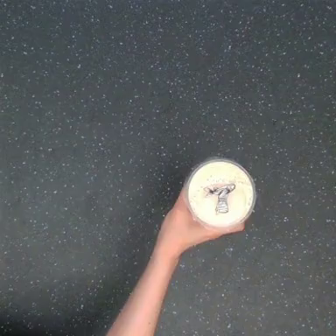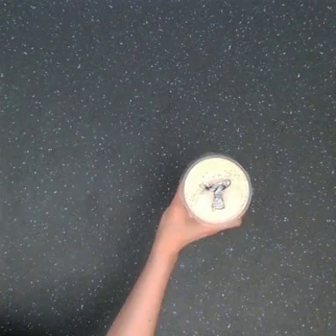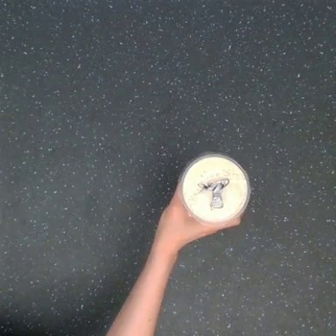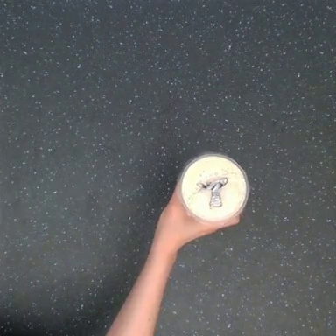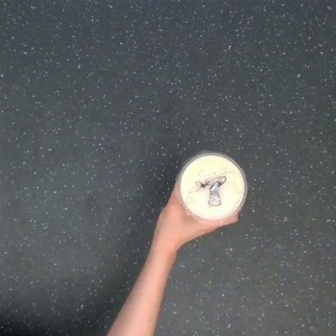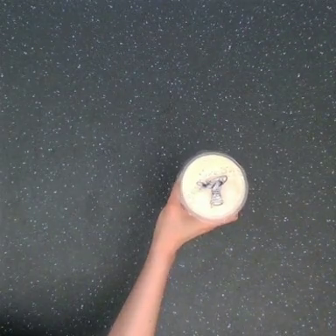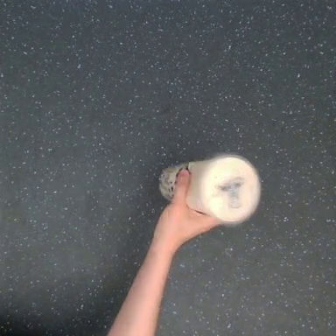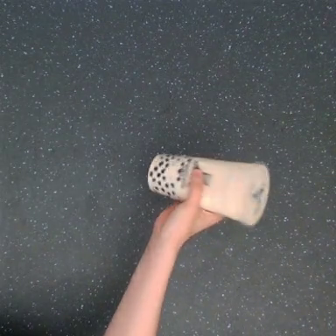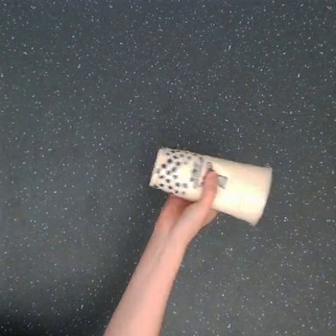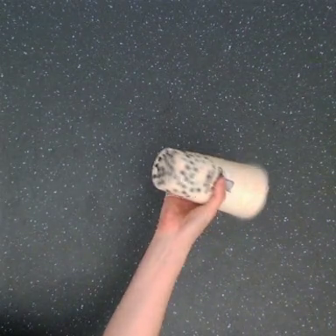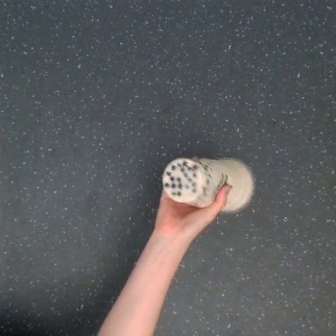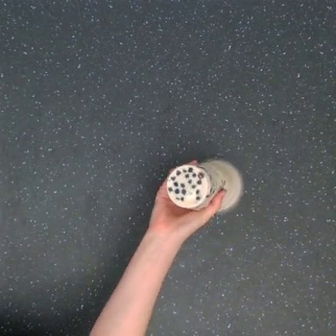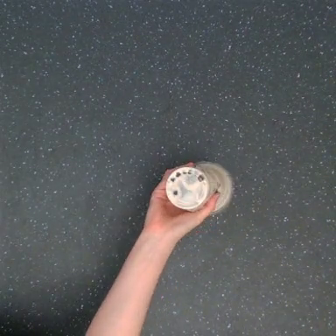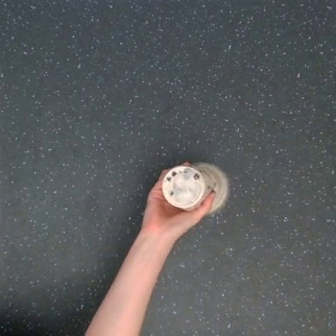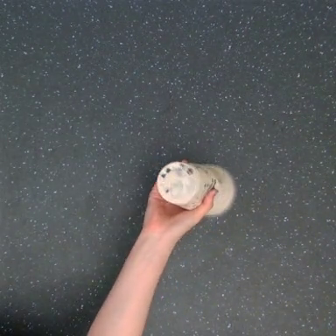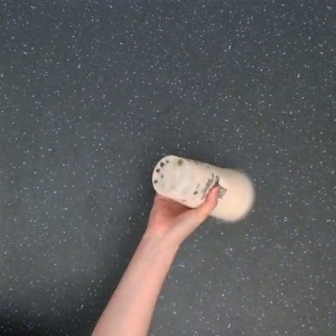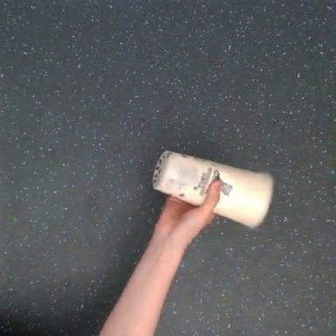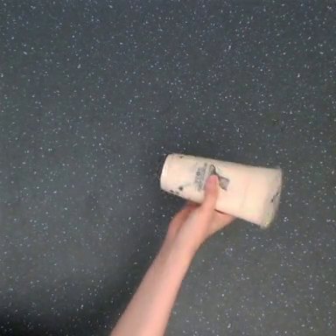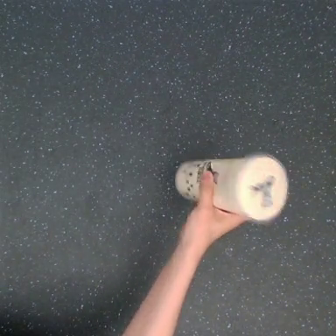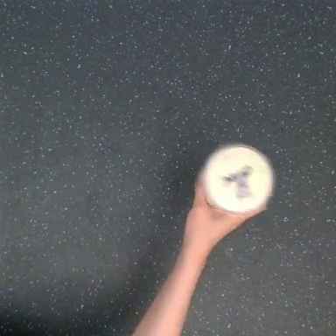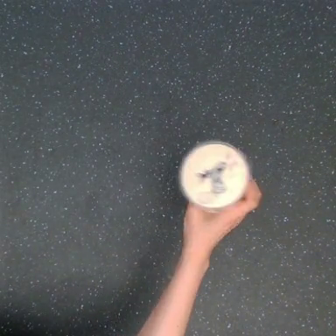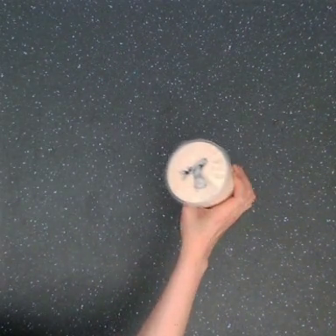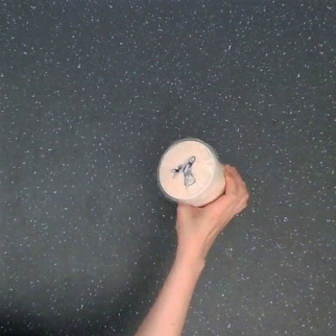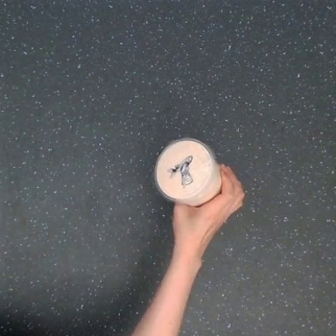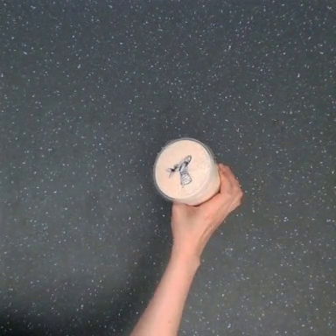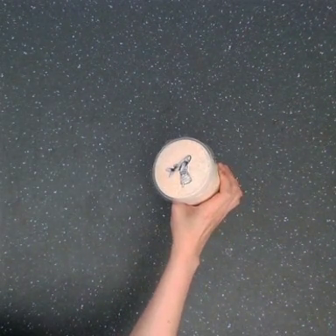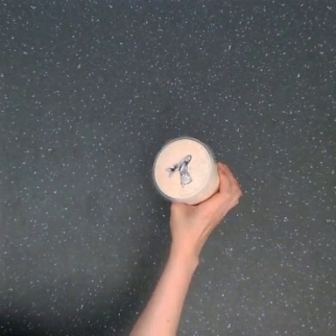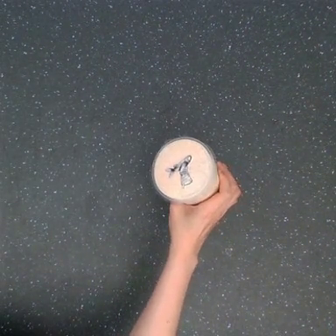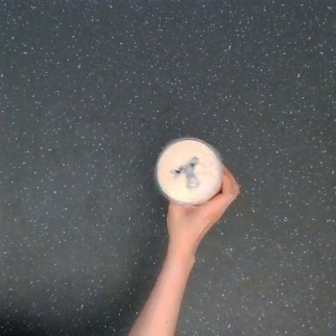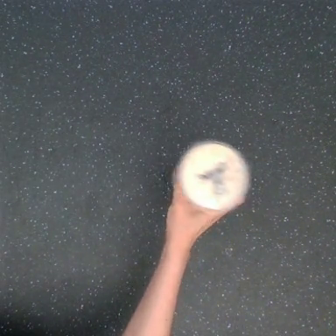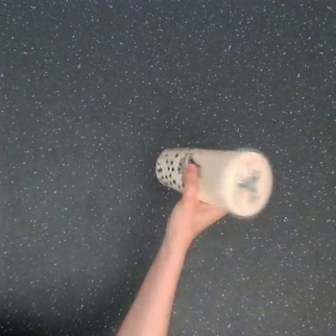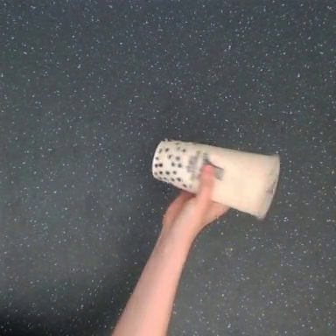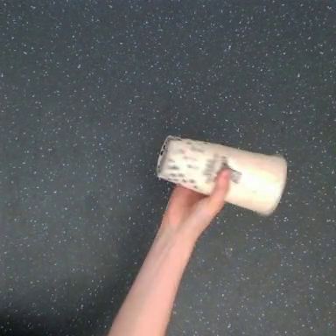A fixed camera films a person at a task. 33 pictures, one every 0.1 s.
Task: shake the boba.
0.0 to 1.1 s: The hand goes upward and to the left.
1.1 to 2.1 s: The hand goes to the right.
2.1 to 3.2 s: The hand goes upward and to the left.
